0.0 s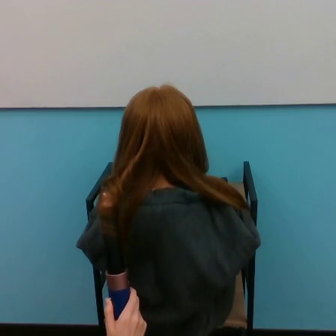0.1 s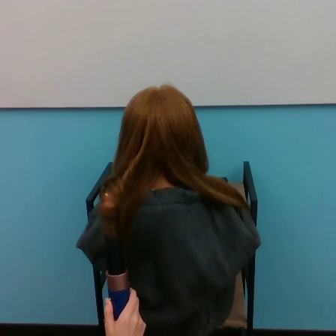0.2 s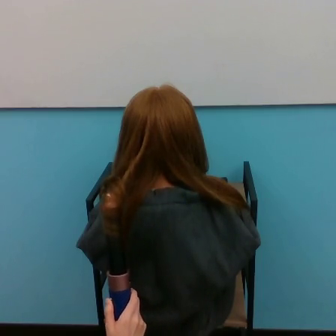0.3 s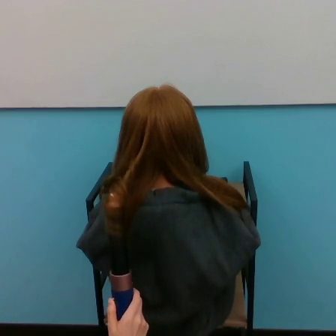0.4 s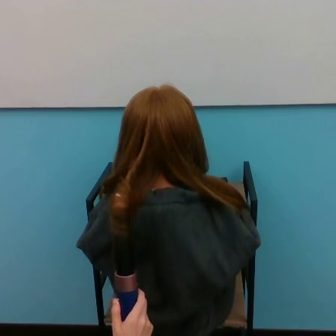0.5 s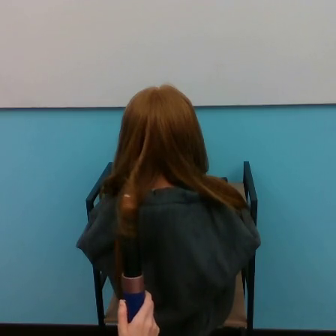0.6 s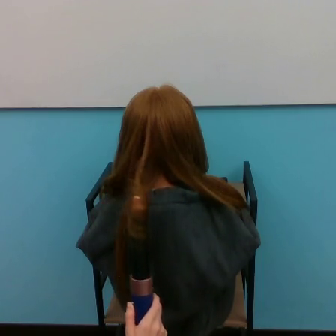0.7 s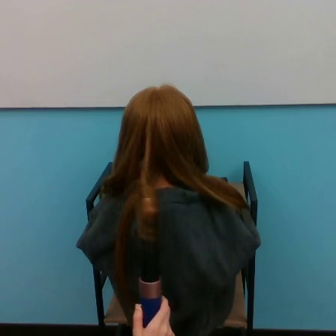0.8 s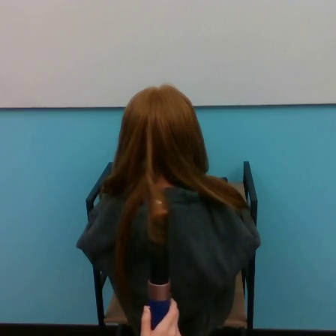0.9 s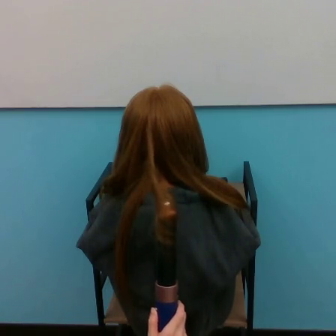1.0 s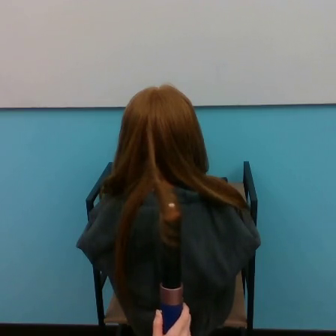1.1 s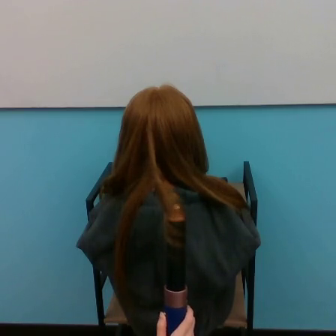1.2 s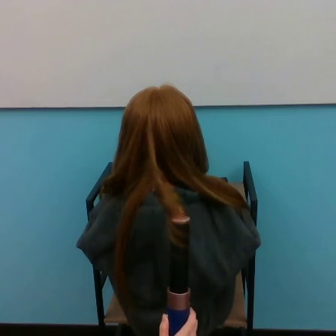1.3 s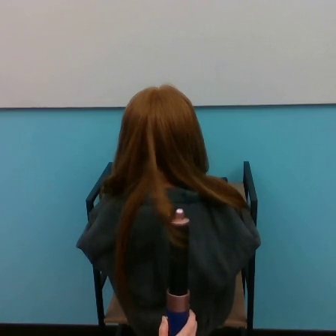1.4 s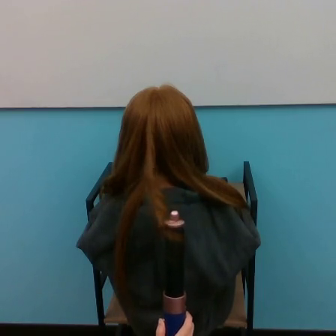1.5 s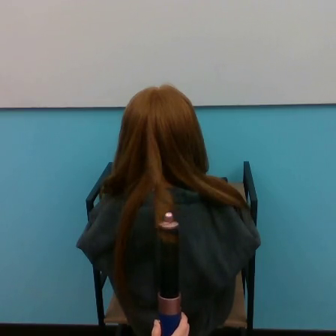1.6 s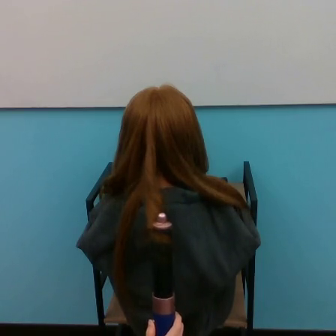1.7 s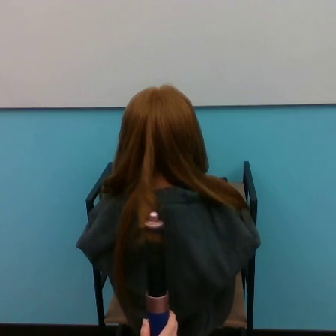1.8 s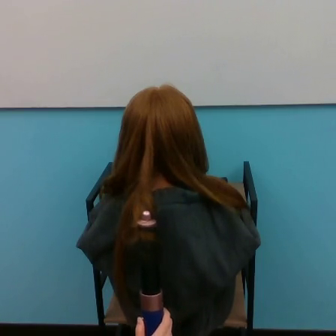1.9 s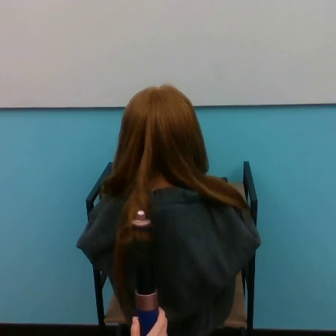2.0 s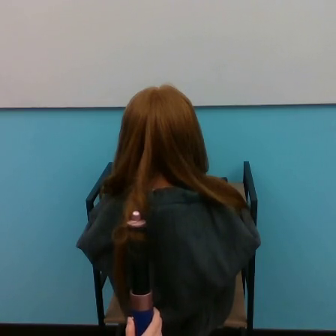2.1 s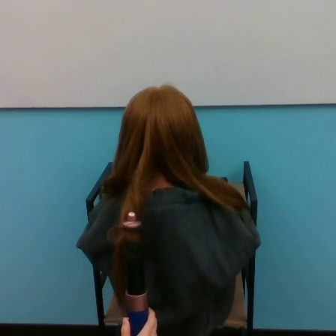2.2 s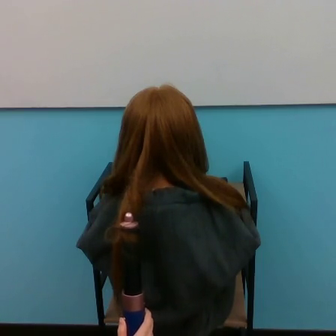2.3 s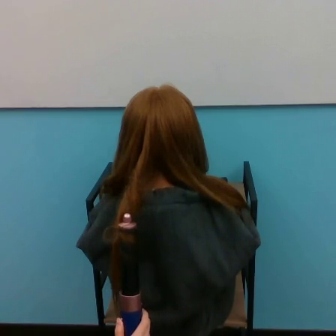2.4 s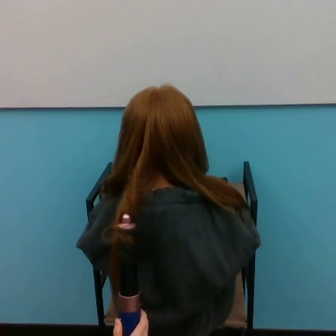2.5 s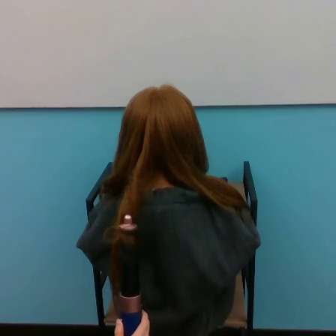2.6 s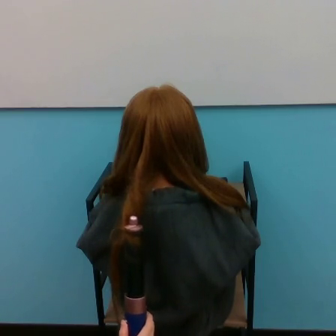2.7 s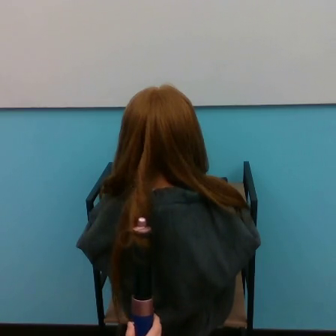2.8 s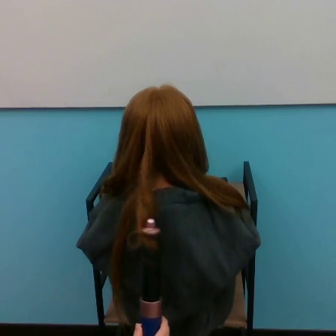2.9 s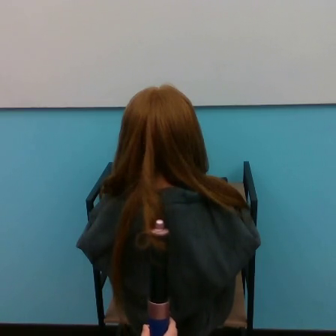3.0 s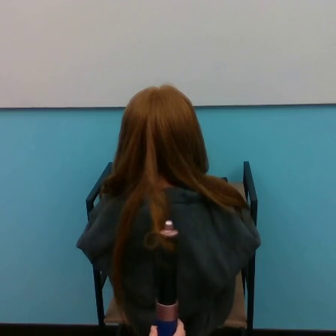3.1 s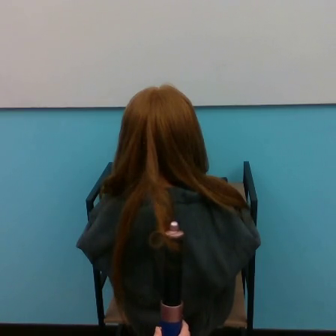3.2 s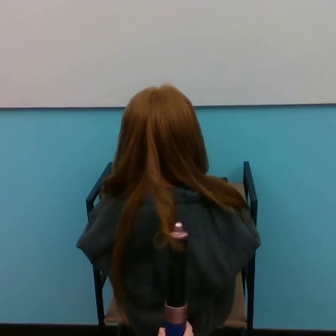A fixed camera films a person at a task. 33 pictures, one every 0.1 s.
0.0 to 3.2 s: The hand stays where it is.
Task: curl hair.
